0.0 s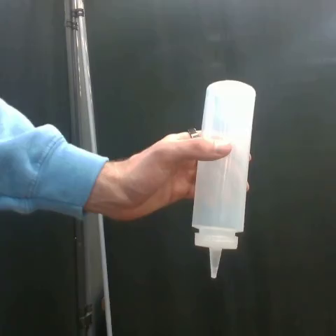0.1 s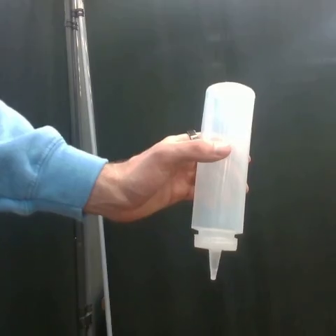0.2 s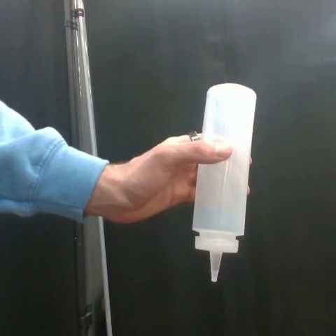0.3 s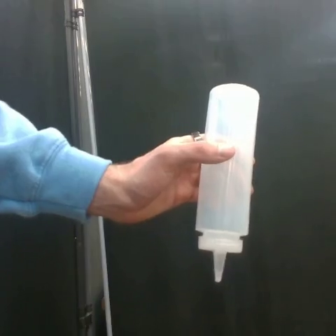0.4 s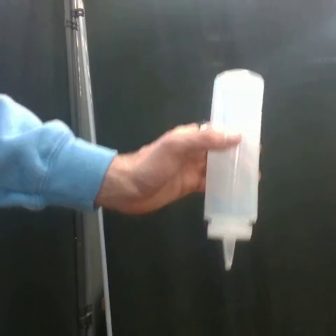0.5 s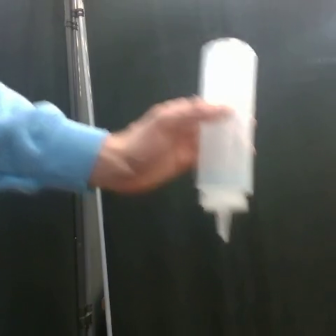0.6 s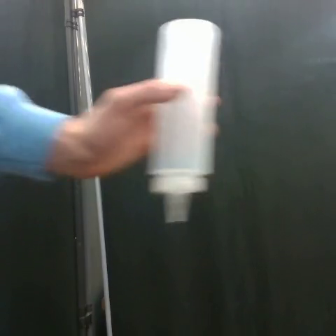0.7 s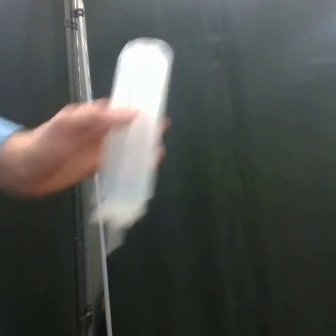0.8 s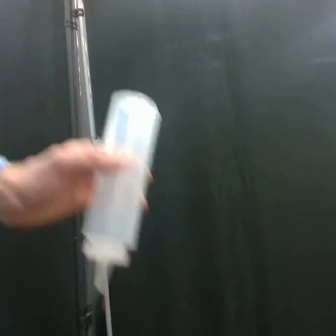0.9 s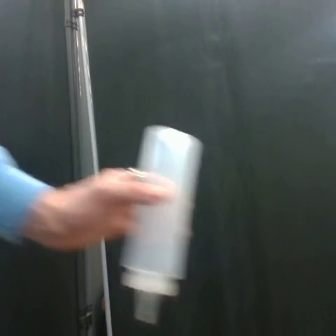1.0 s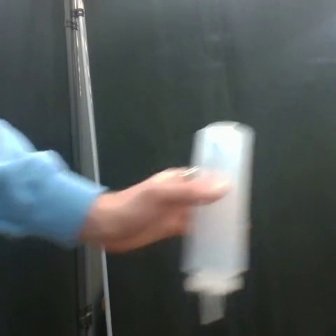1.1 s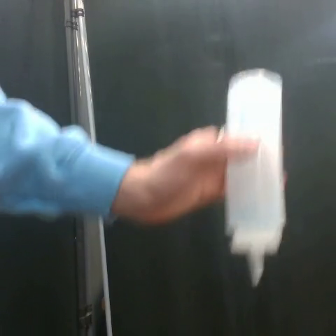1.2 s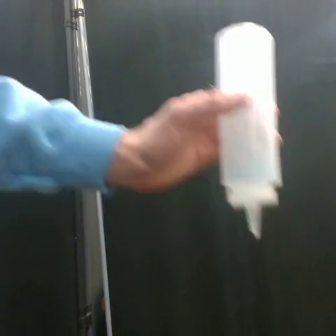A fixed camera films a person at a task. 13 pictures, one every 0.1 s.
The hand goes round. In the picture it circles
counterclockwise.
0.0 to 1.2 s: The hand goes to the left, then to the right, on a counterclockwise arc.
In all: It circles counterclockwise, turning through about 450 degrees.
Task: shake the condiment dispenser.
Motion: make a circular motion counter-clockwise.
